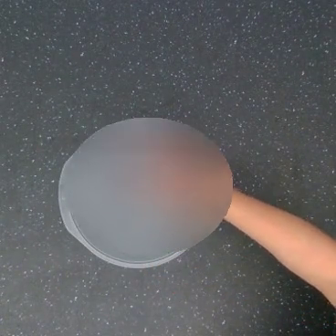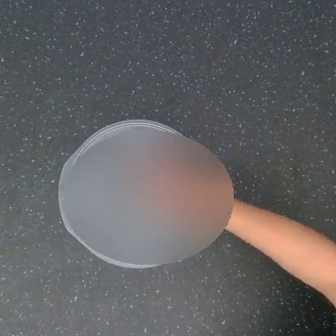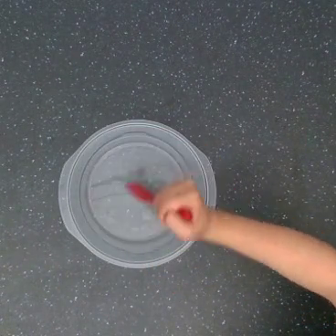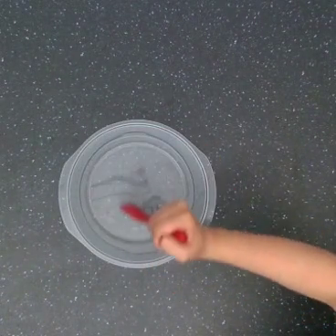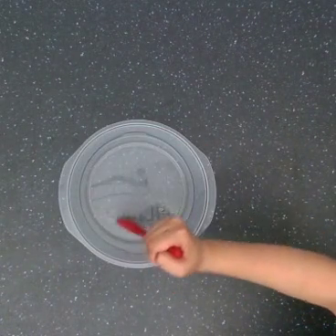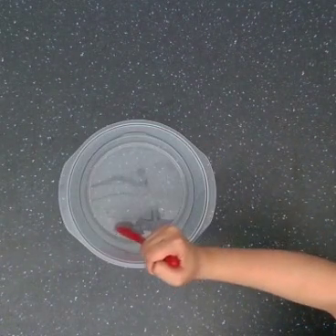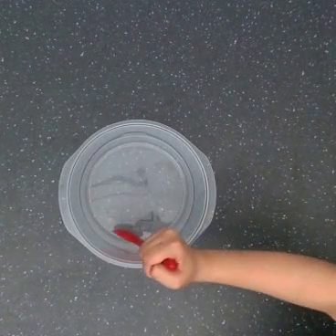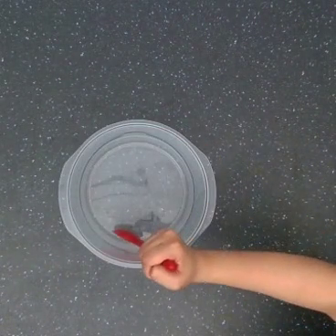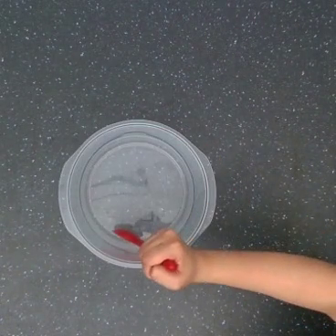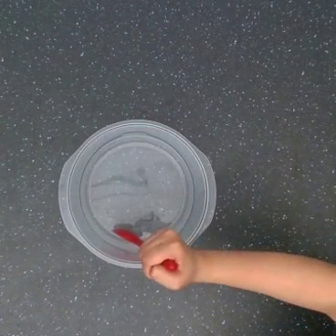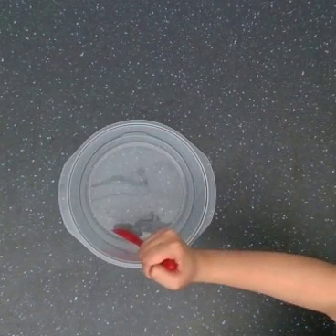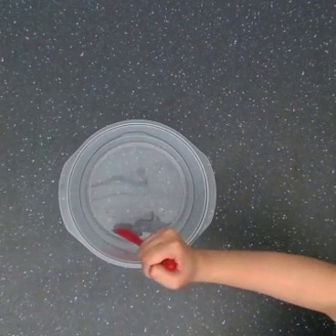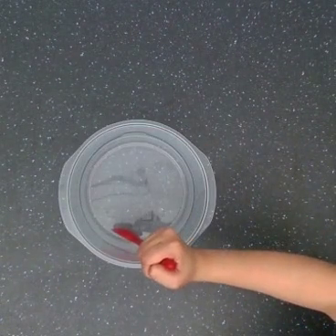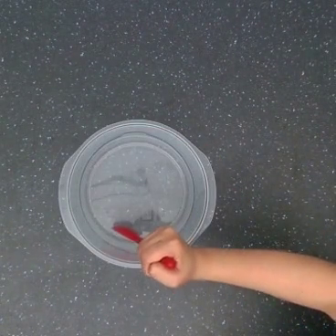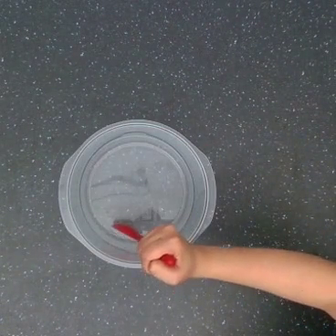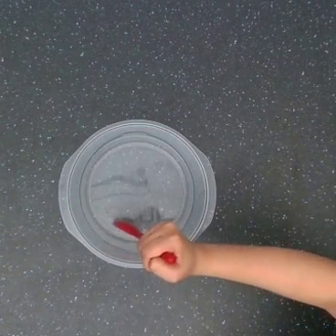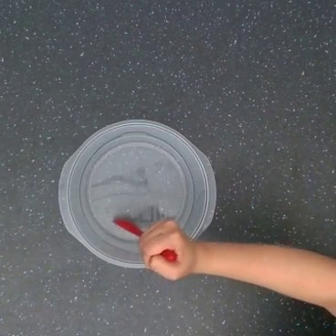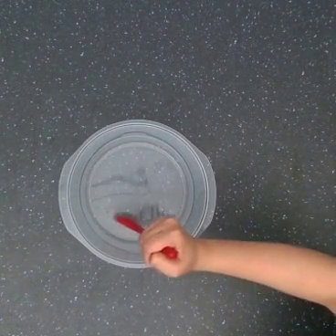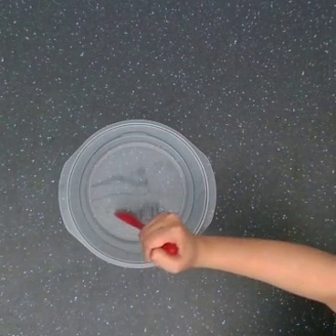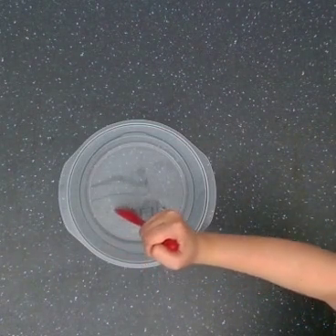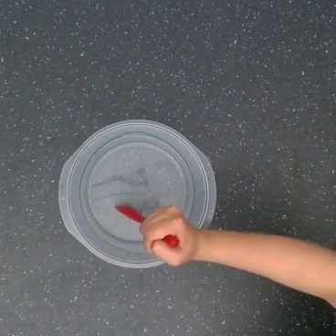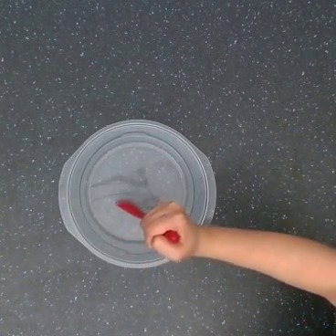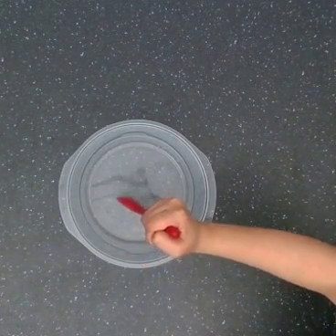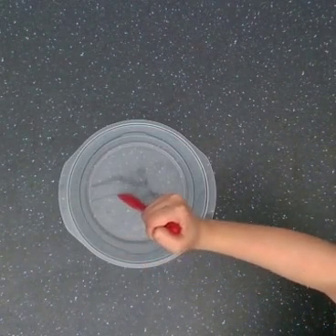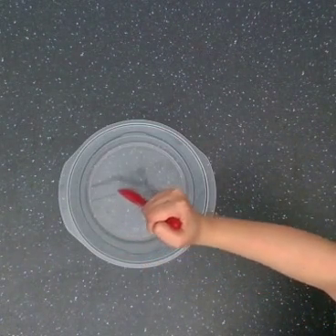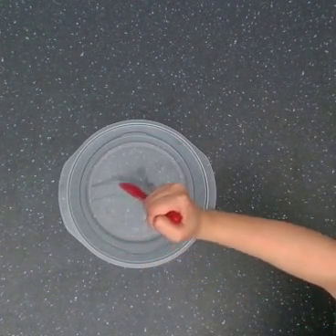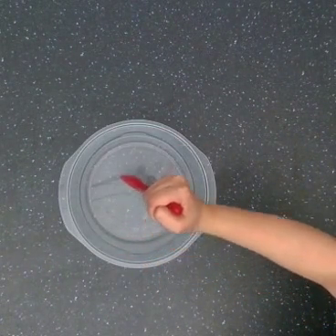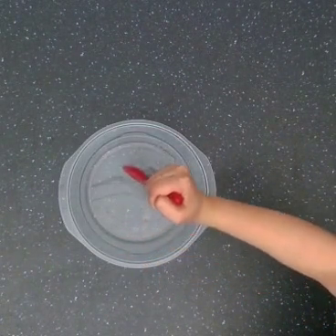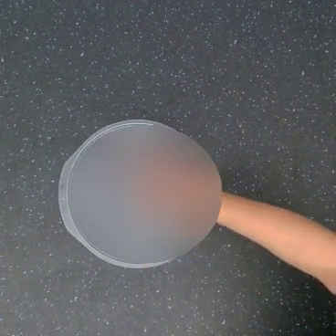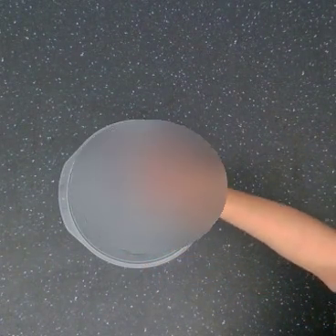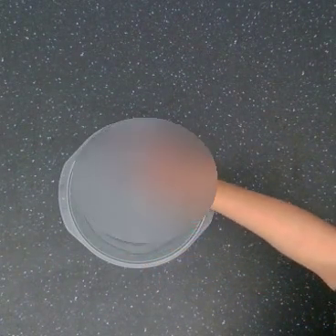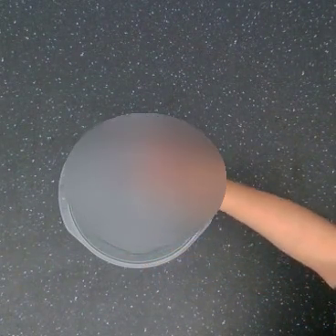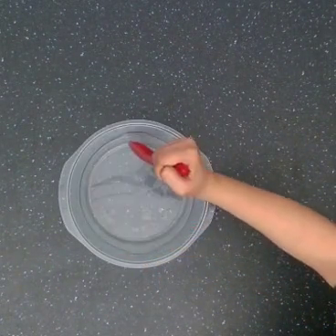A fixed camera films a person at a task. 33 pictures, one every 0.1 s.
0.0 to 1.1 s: The hand goes downward.
1.1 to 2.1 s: The hand goes upward.
2.1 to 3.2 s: The hand goes upward.
Task: stir.
